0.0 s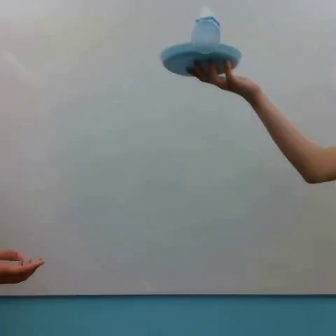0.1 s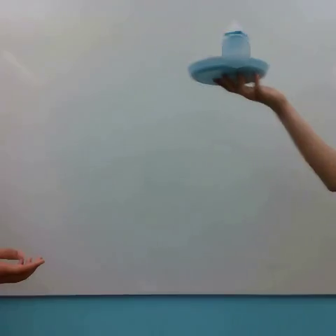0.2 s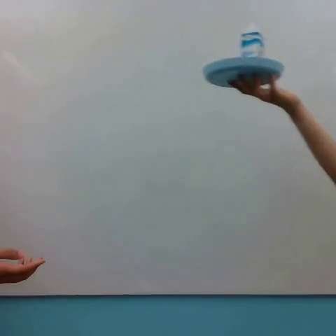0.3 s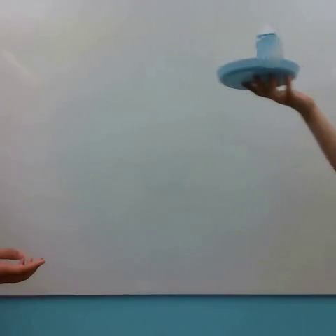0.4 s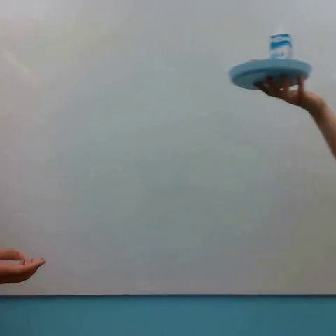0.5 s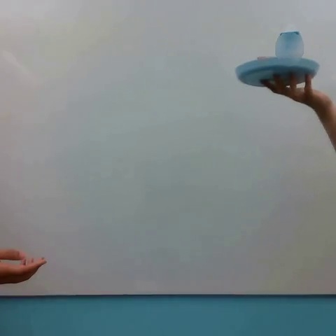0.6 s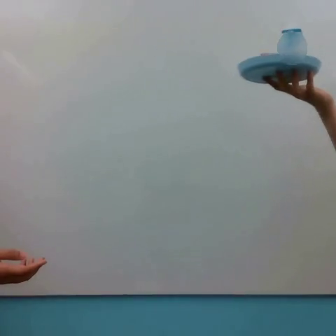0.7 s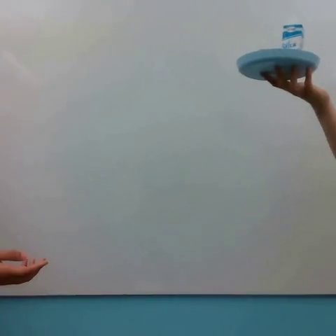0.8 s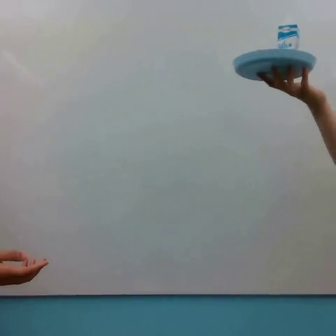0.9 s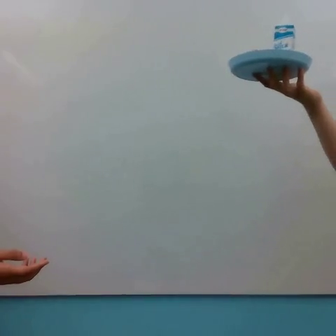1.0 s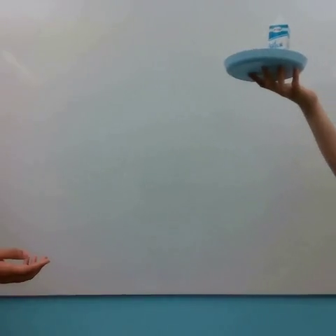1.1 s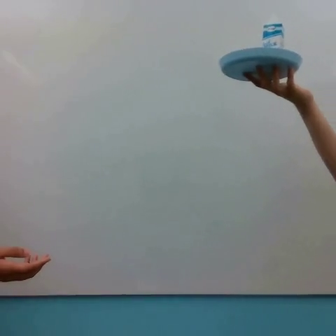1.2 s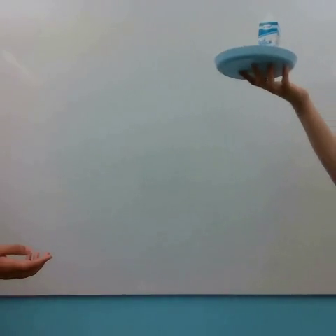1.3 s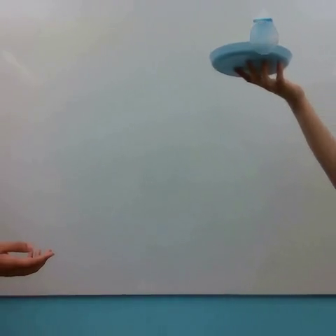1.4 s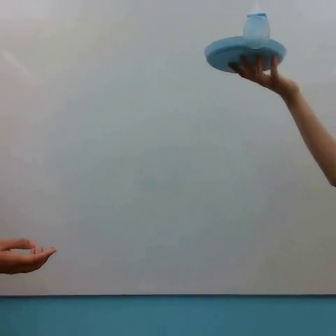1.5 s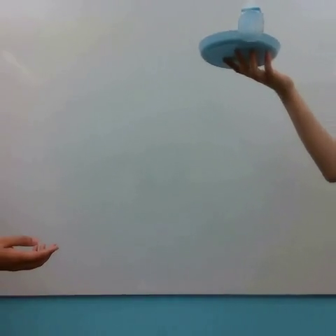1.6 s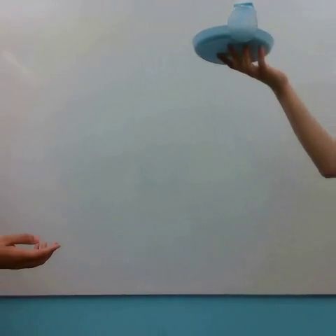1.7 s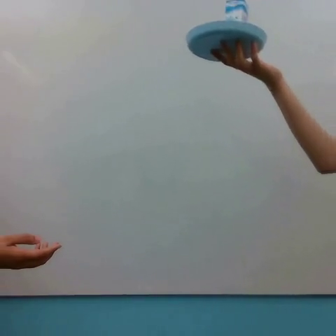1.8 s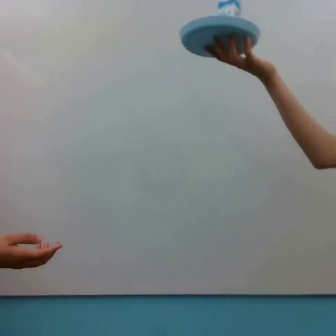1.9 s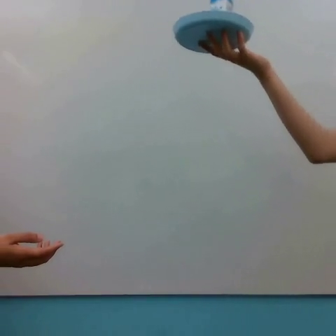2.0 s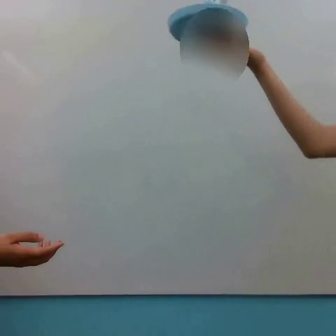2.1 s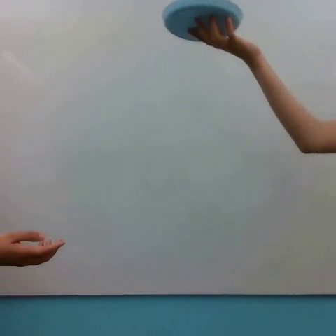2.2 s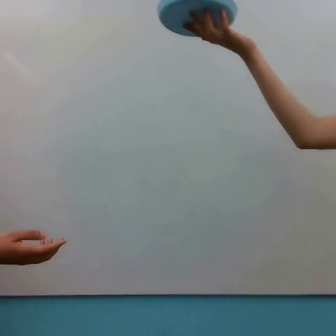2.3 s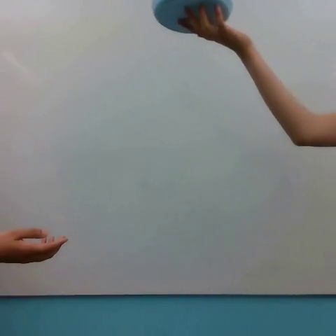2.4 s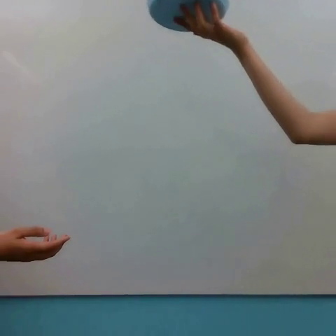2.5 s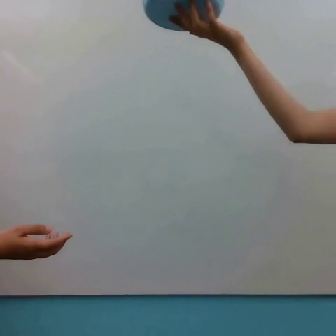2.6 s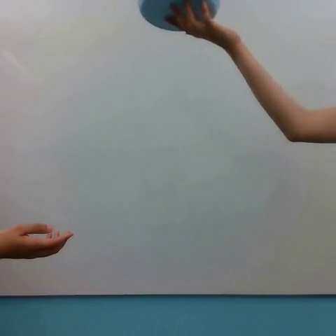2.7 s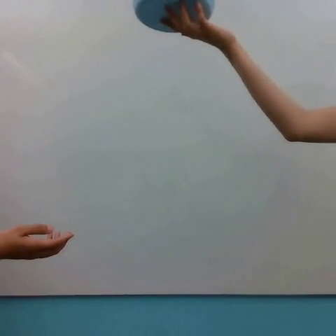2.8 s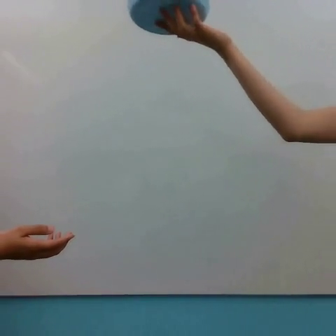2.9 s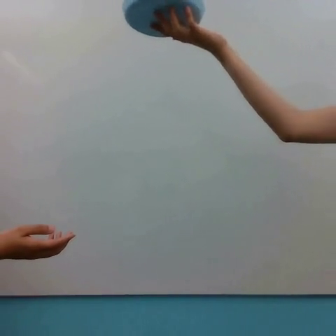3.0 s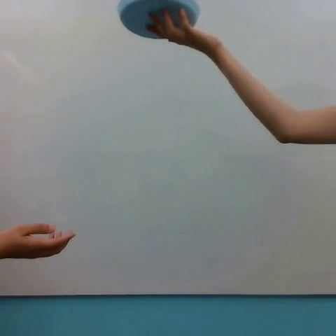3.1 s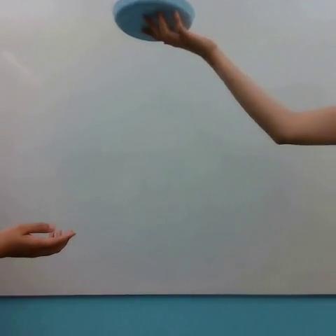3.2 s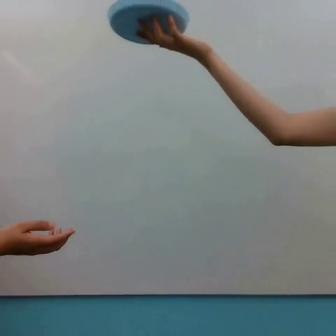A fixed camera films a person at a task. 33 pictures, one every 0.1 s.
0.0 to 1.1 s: The hand goes to the right, then to the left.
1.1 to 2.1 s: The hand goes to the left and upward.
2.1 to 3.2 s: The hand goes to the left.
Task: handover plate.
